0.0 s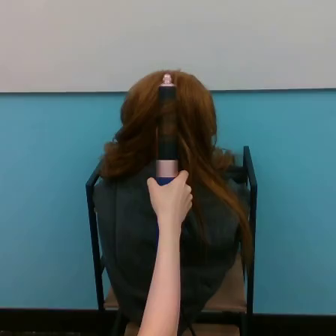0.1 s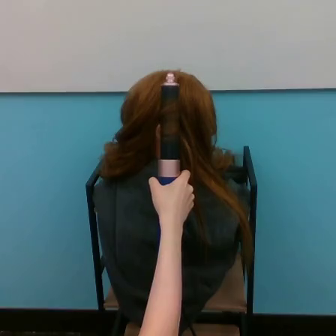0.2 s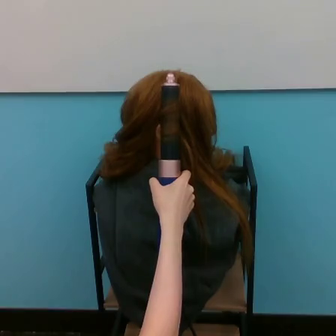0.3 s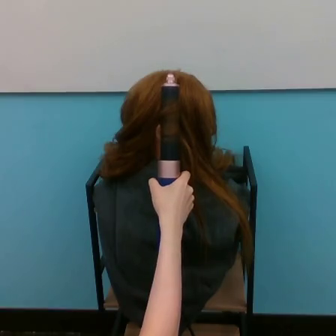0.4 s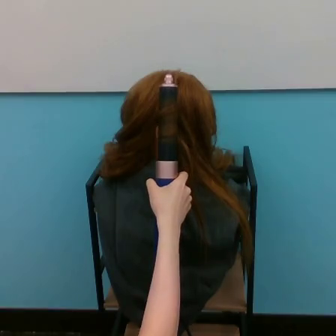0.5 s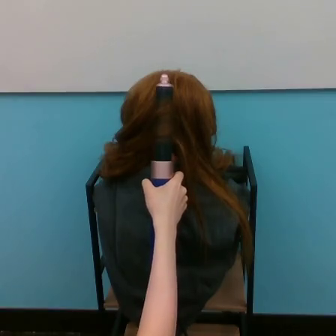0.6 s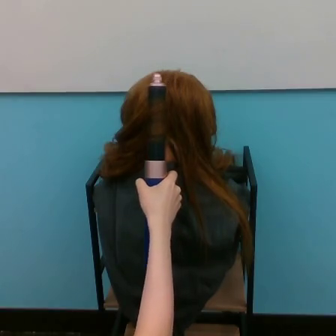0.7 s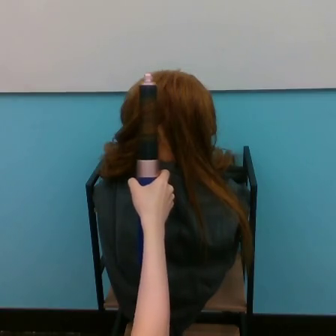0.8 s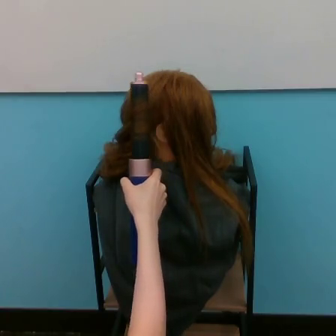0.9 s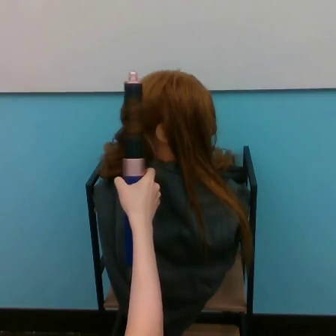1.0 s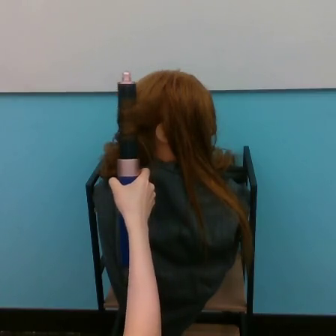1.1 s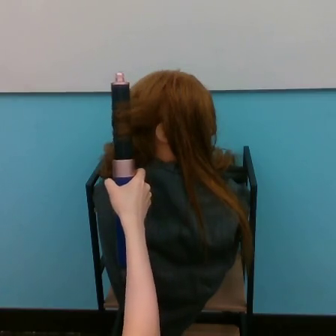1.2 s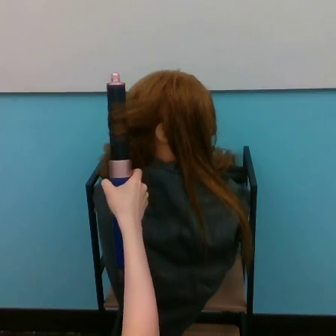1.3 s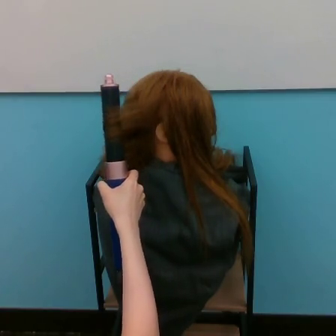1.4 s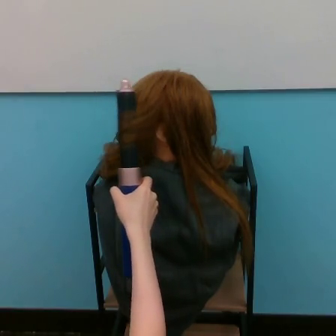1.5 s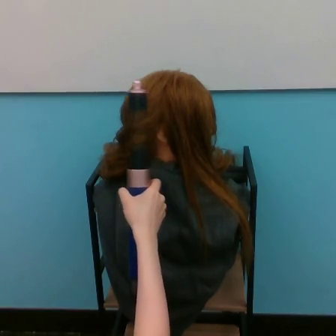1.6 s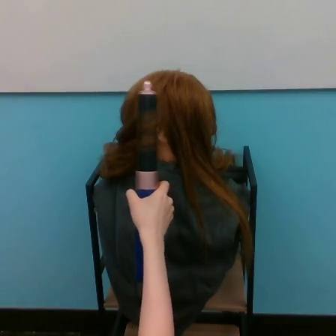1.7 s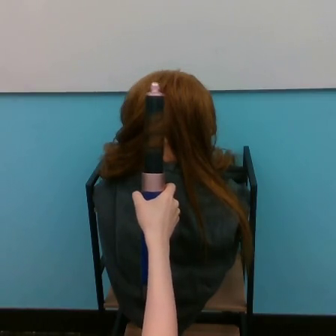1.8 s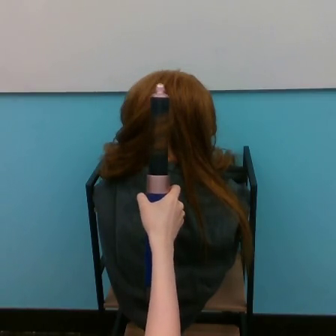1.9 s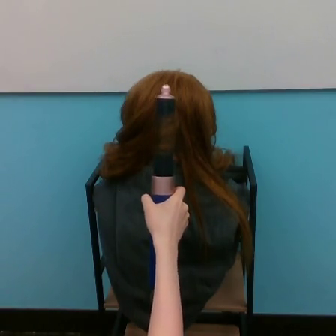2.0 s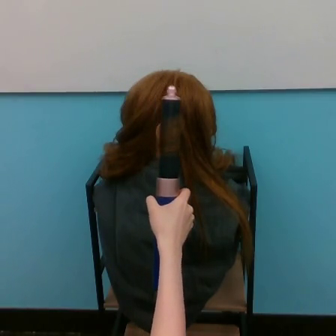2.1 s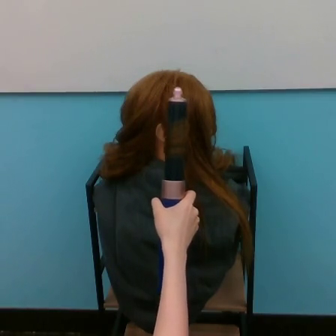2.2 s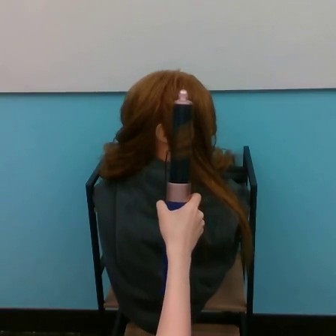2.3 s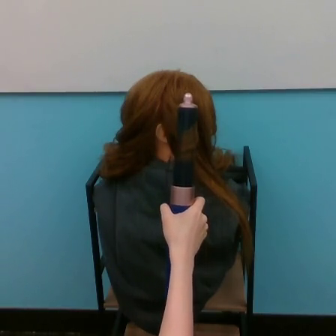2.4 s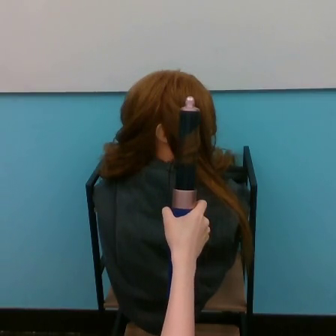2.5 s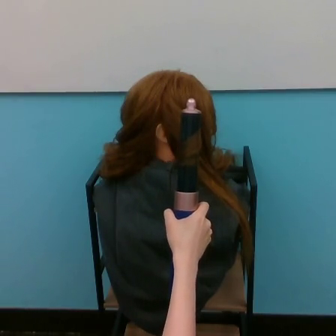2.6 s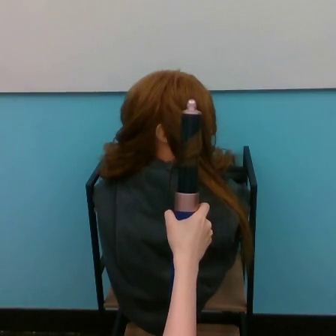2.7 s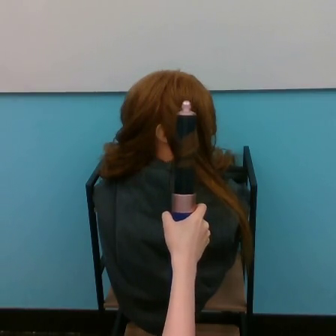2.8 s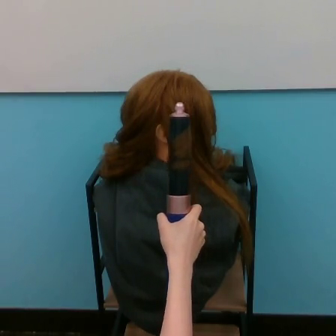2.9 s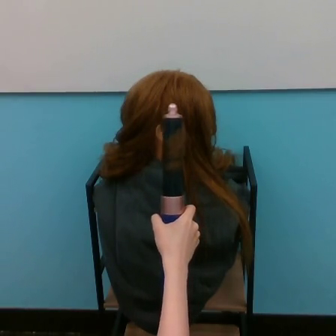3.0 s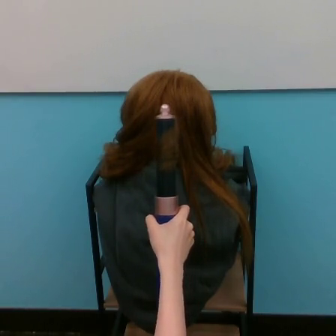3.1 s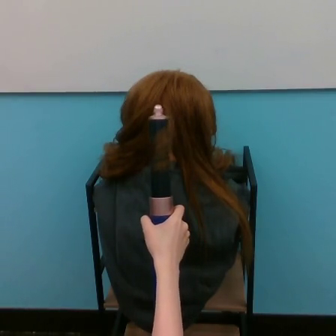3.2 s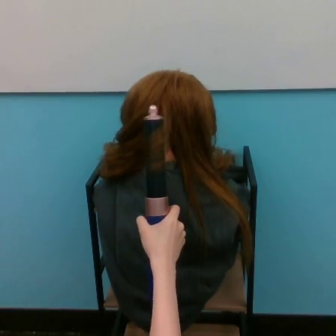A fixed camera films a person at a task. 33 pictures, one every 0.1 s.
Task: curl hair.
0.0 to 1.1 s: The hand goes to the left.
1.1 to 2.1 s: The hand goes to the right and downward.
2.1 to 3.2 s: The hand goes downward and to the left, on a clockwise arc.
